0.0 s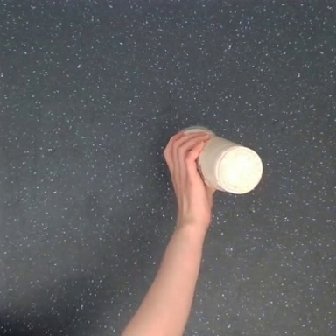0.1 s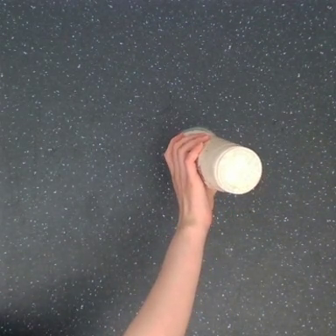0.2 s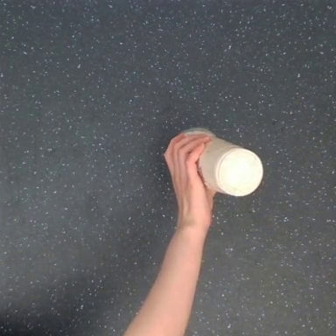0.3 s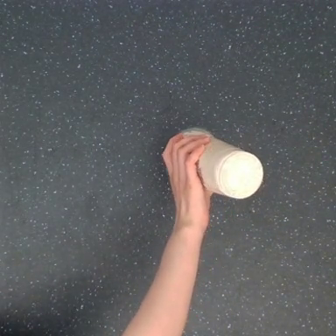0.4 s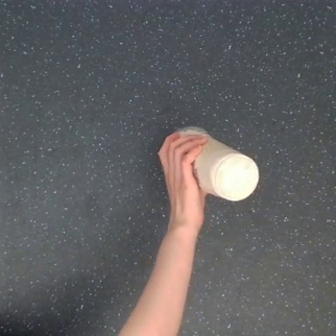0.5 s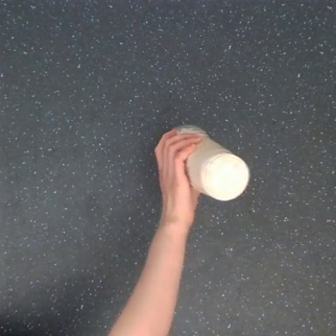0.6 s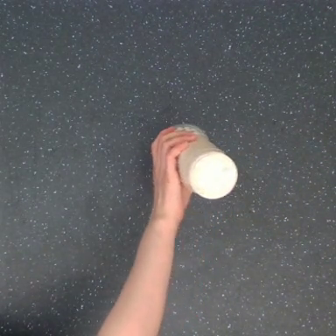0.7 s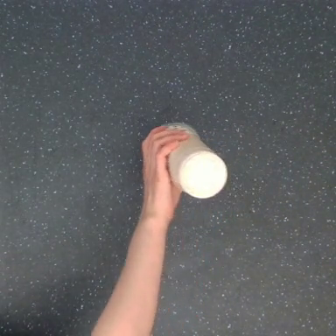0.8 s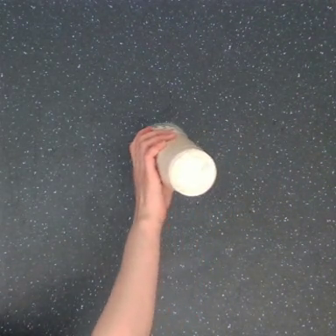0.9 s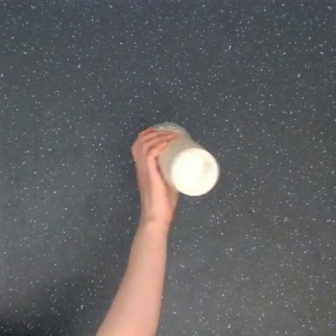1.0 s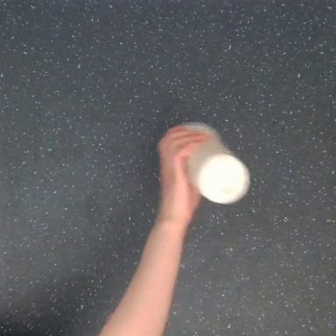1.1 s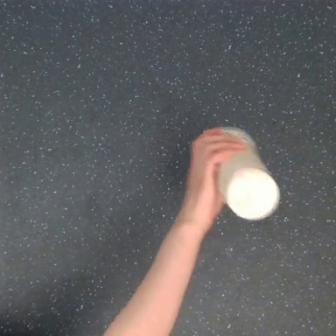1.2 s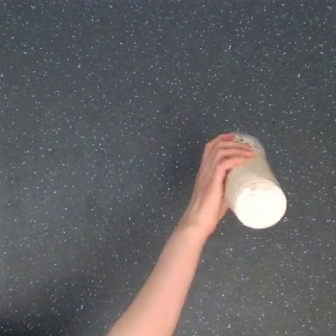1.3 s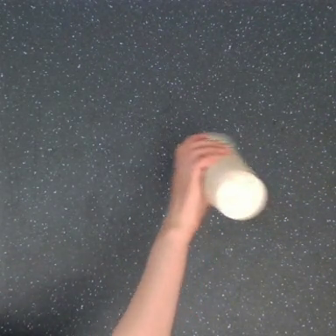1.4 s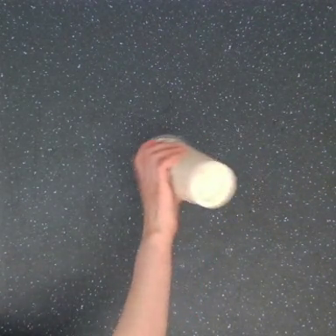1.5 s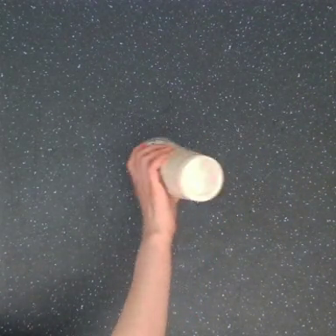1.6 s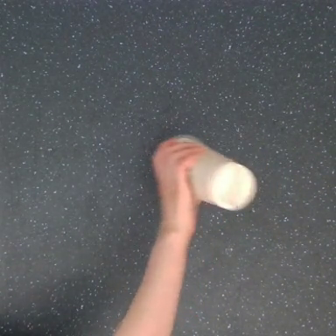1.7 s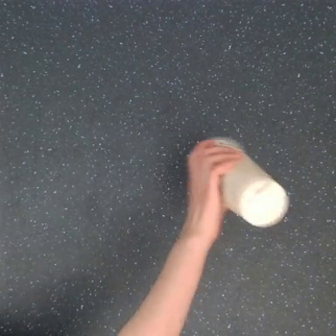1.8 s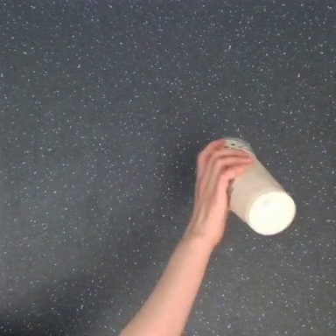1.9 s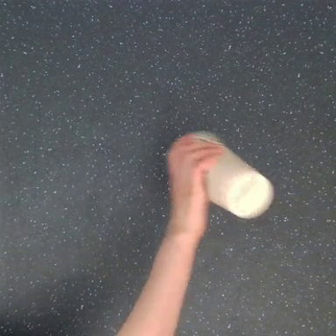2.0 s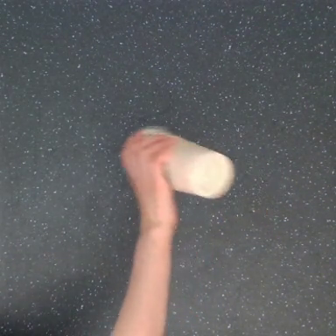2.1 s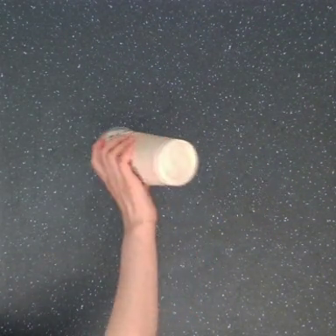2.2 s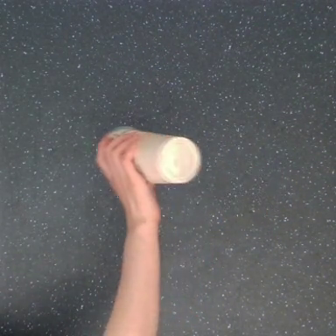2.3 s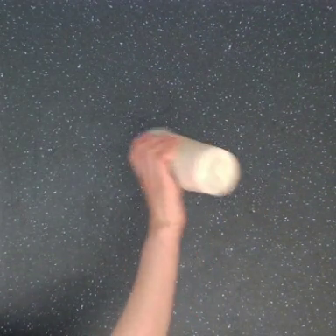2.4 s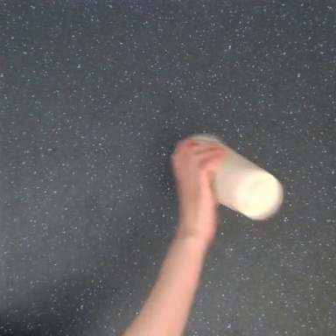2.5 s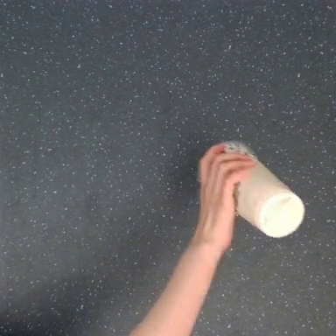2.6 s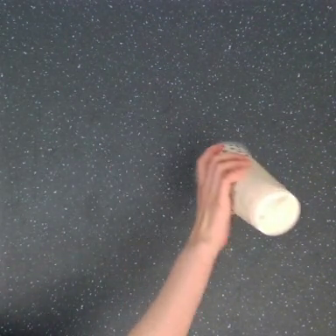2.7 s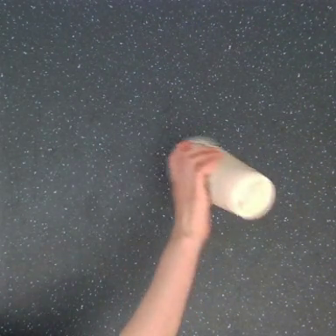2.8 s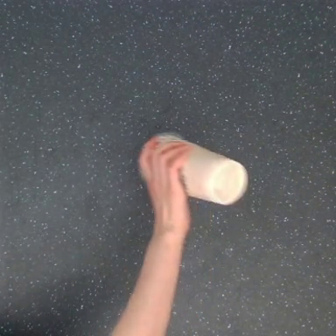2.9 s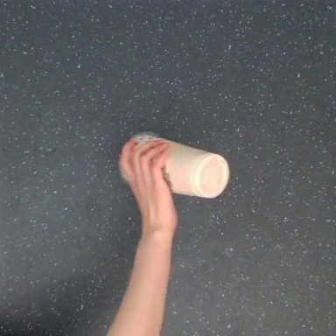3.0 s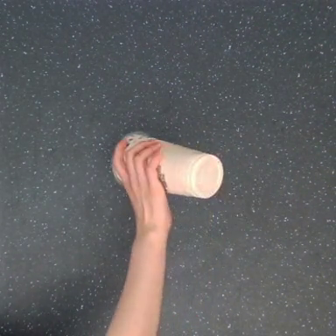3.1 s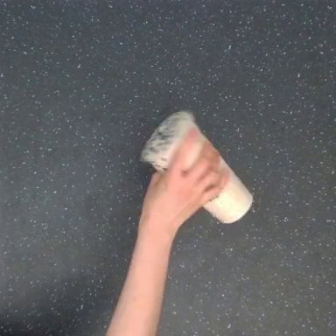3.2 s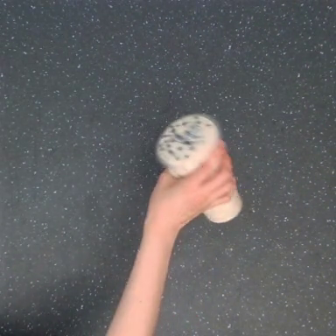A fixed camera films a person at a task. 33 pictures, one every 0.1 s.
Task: shake the boba.
0.0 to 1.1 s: The hand goes to the right.
1.1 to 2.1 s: The hand goes to the left.
2.1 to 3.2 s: The hand goes to the right.
